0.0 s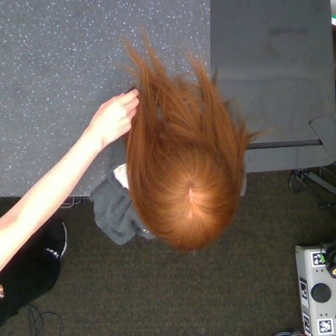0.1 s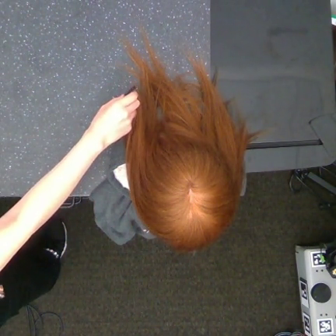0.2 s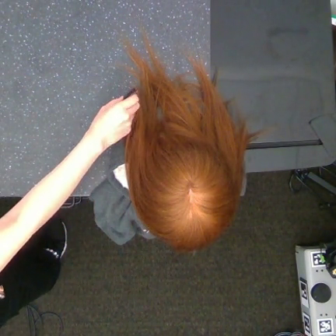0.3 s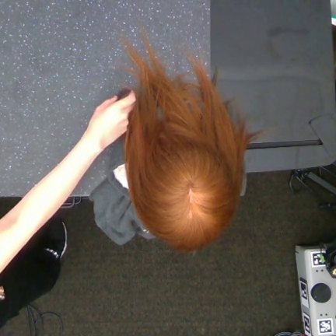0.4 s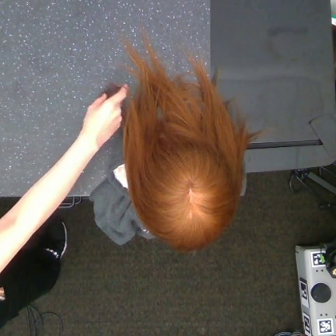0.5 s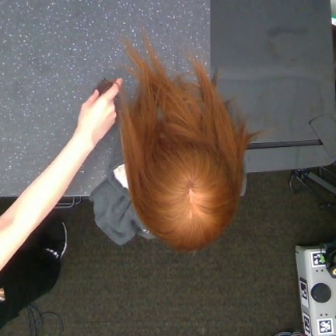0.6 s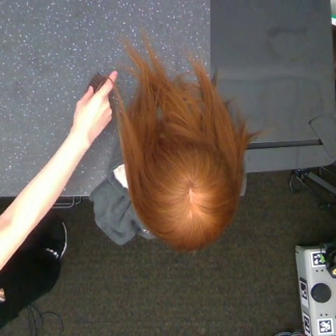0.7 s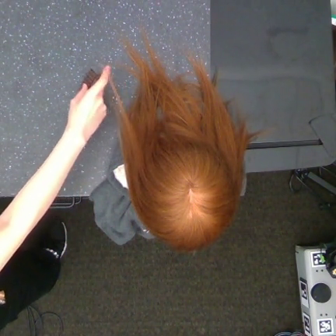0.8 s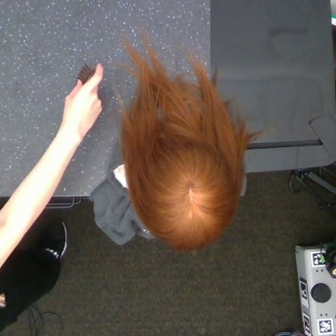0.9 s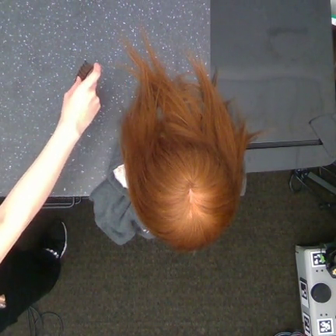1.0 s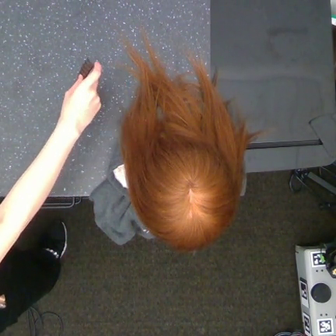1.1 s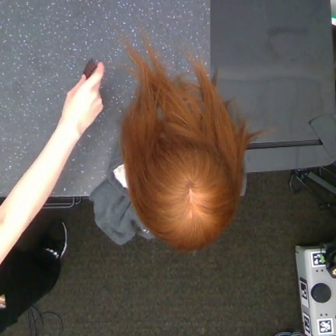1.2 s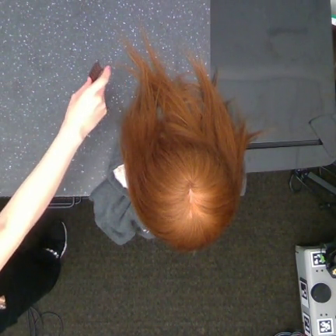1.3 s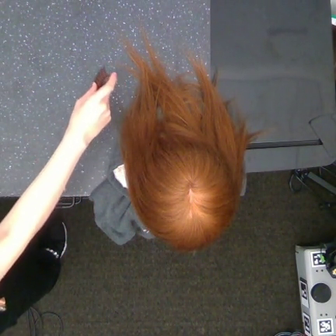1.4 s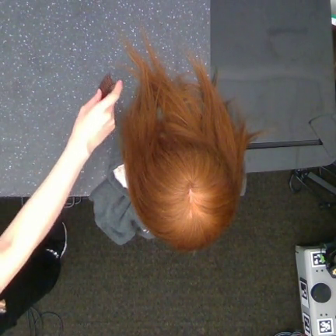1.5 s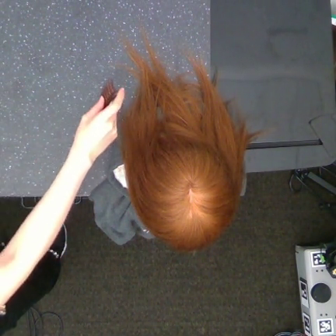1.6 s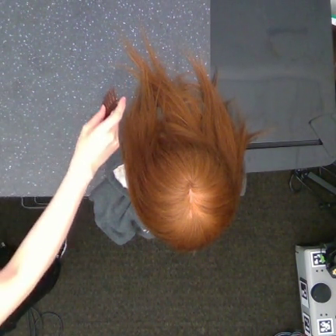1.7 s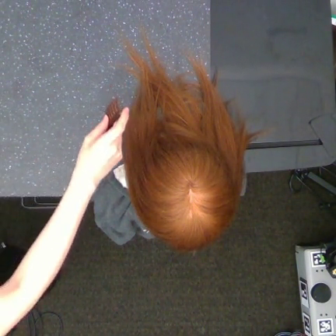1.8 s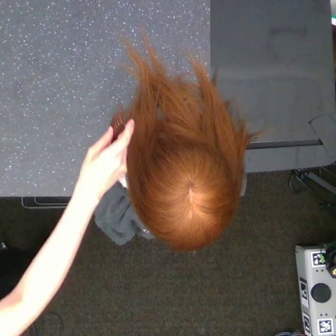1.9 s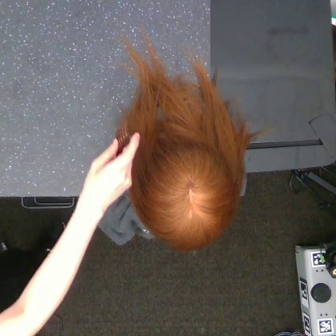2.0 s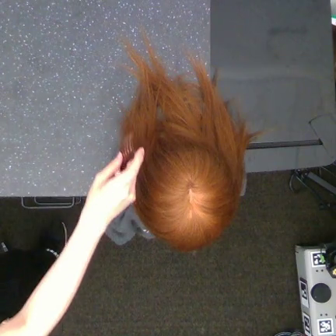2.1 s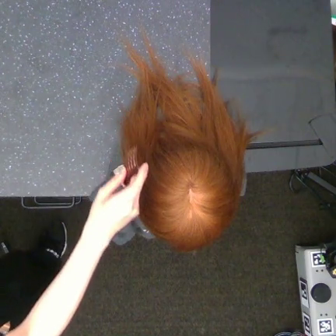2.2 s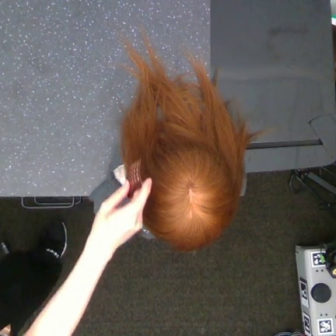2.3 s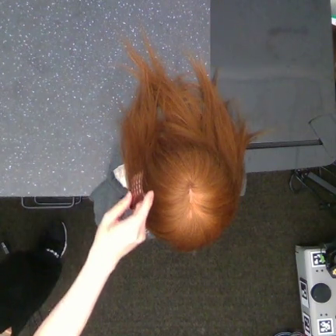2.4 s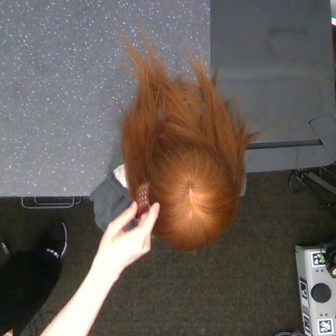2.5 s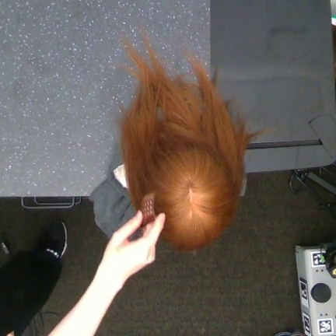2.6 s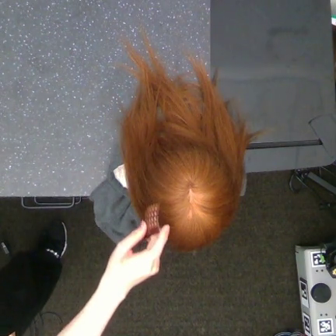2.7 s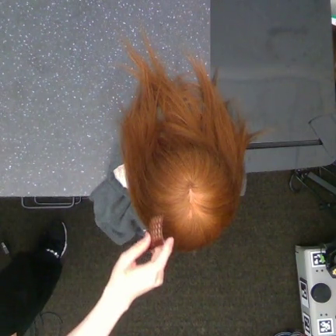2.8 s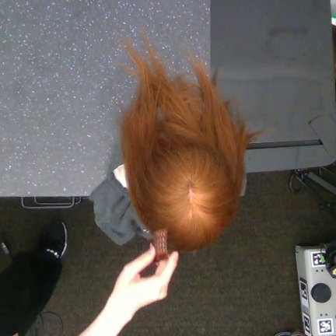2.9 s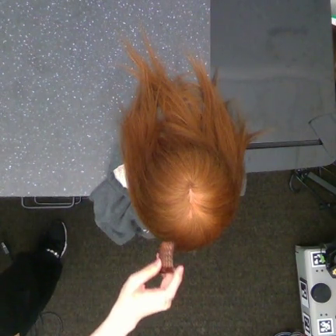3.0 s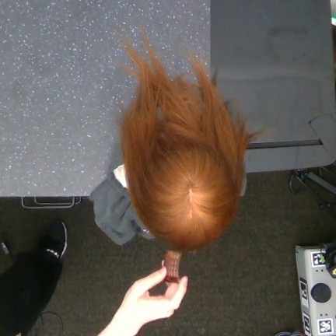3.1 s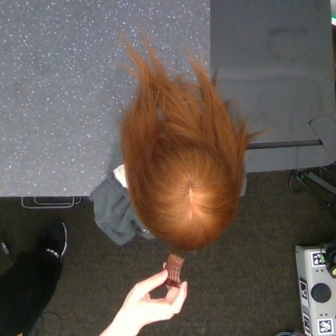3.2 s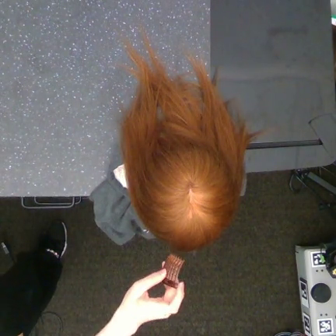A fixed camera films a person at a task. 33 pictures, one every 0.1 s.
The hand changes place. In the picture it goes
downward.
0.0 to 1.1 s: The hand goes to the left and upward.
1.1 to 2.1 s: The hand goes downward.
2.1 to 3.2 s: The hand goes downward.
Task: tidy front hair.
